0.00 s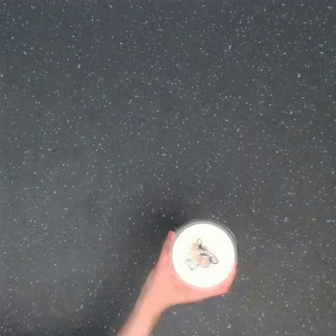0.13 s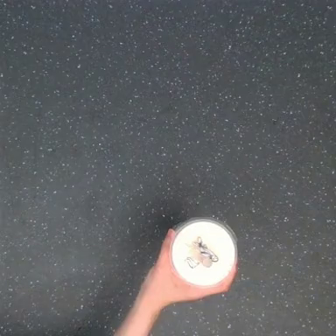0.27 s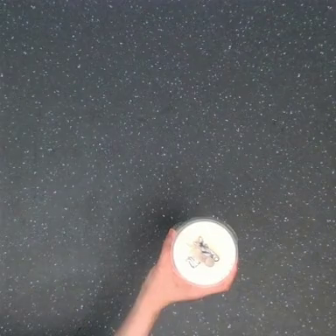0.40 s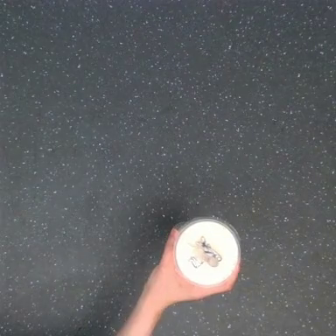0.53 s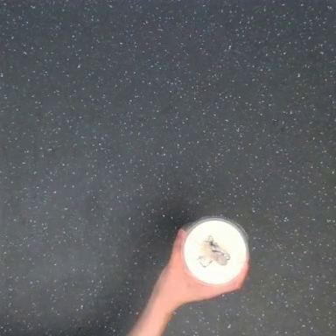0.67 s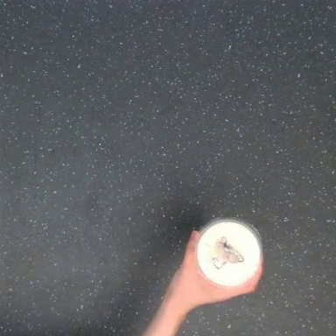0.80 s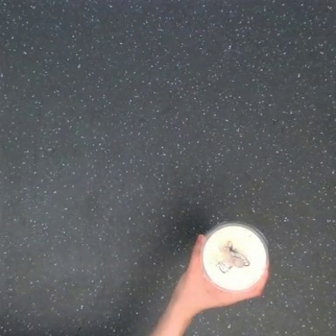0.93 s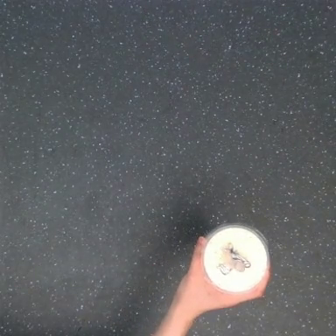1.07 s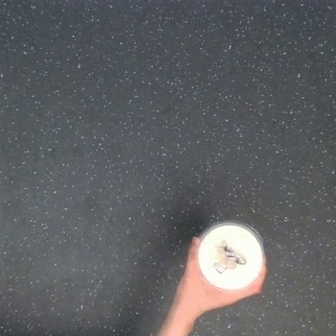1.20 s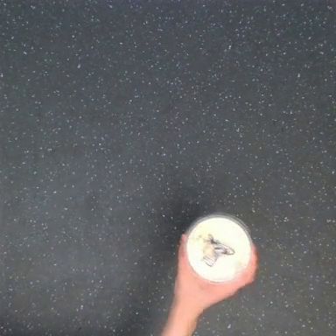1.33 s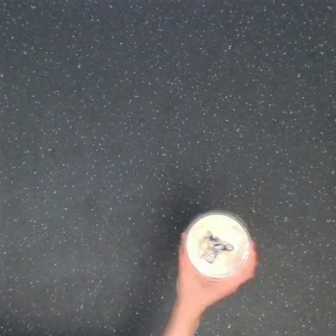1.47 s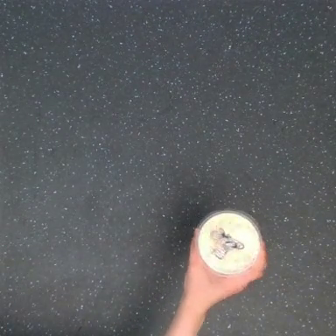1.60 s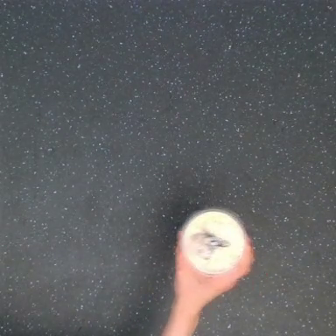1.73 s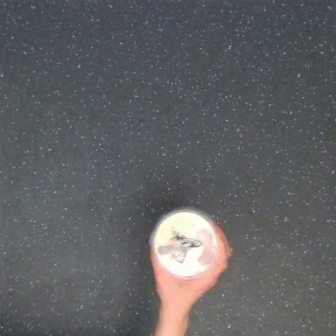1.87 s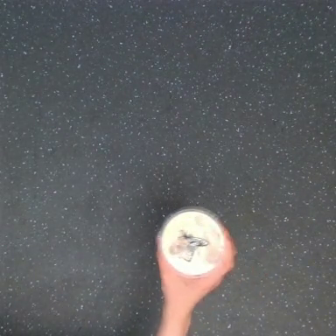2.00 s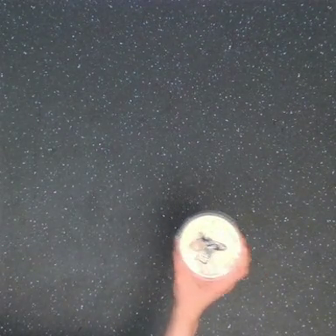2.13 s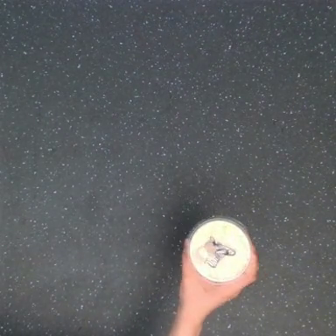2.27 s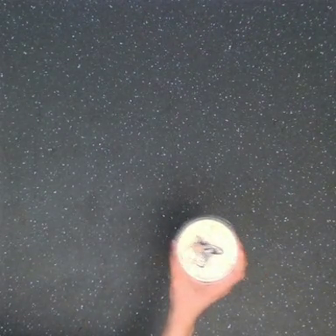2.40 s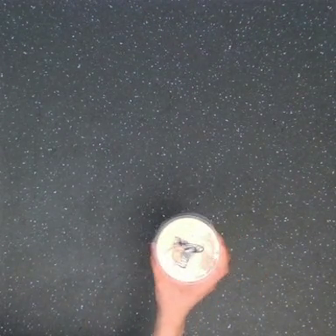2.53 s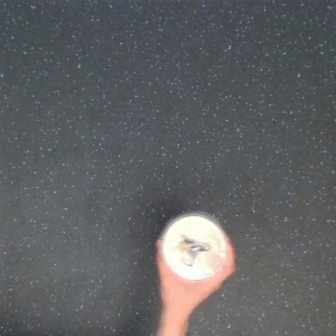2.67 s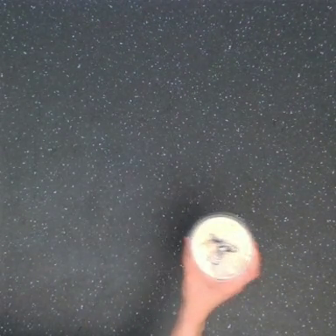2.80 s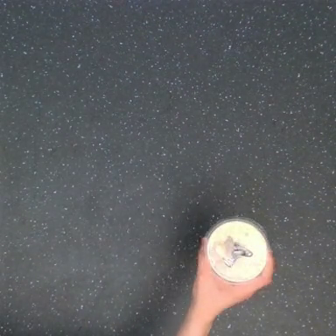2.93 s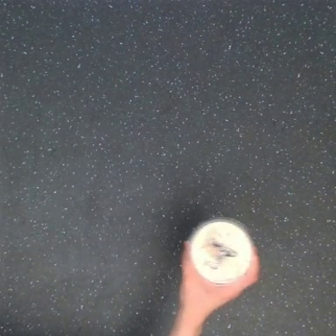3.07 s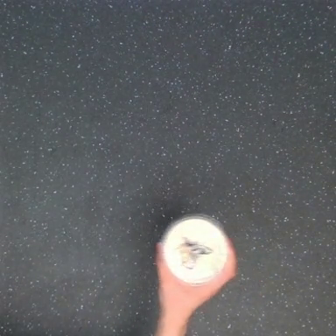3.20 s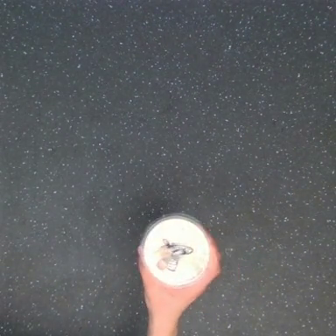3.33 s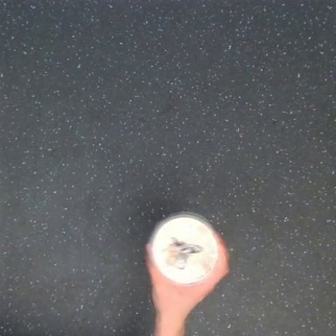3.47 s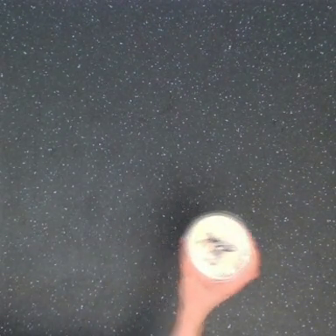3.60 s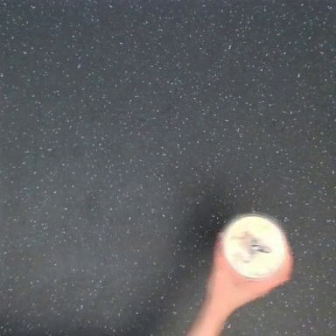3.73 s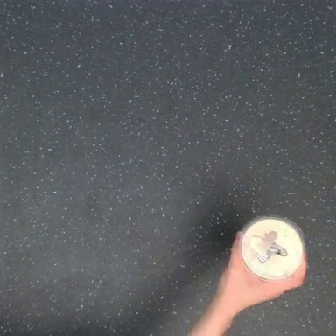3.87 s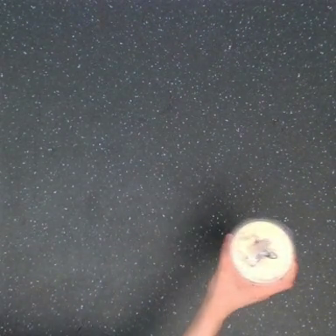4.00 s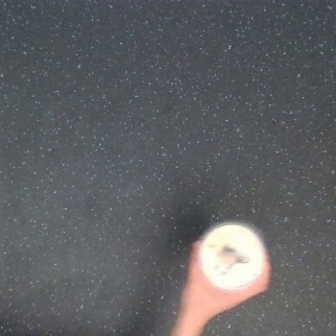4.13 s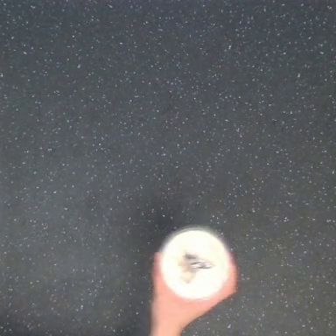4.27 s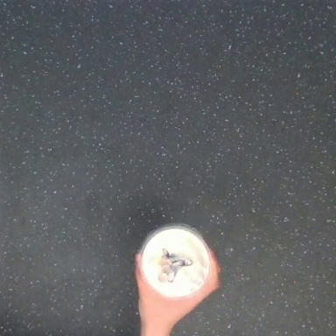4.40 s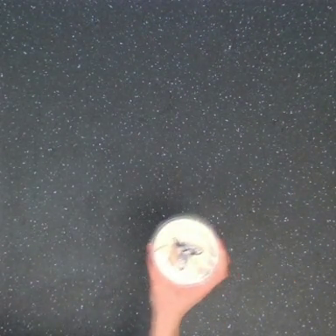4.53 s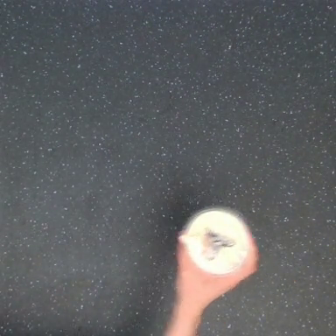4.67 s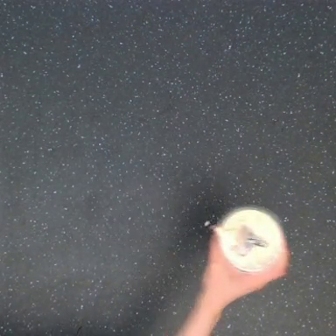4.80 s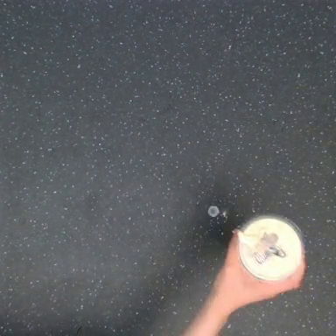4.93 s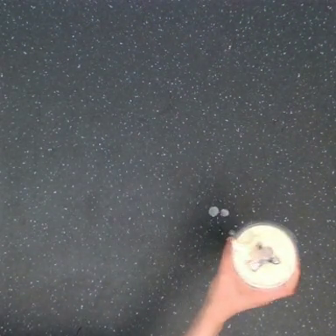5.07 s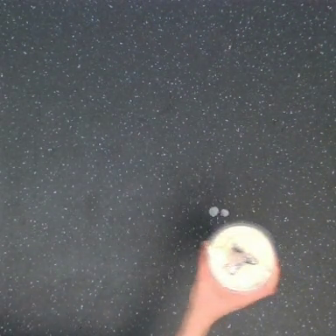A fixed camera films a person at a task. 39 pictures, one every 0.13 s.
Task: shake the boba.
Motion: move to the right and move to the left, repeating this sequence 5 times.
0.00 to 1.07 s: The hand goes to the right.
1.07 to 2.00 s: The hand goes to the left and upward.
2.00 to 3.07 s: The hand goes to the right, then to the left.
3.07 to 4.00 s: The hand goes to the right.
4.00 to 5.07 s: The hand goes to the left, then to the right.
